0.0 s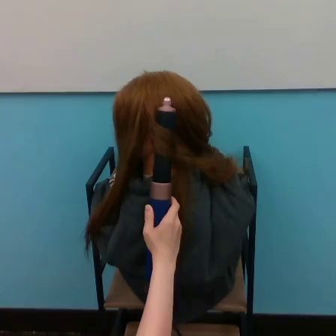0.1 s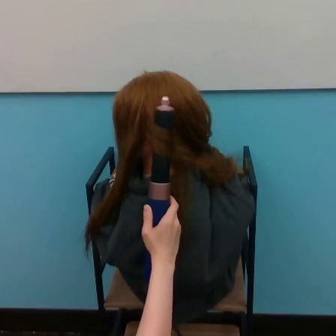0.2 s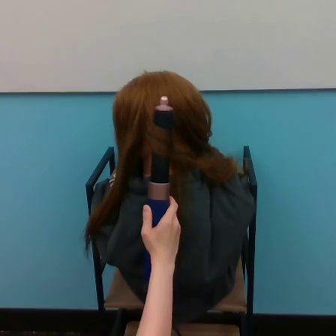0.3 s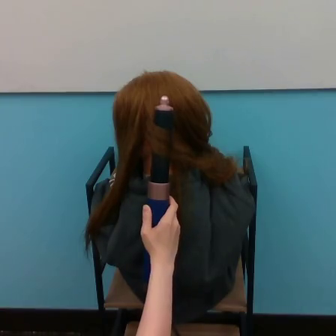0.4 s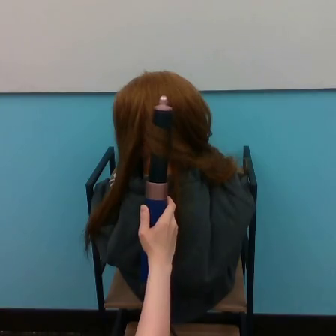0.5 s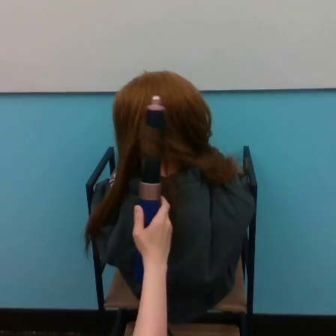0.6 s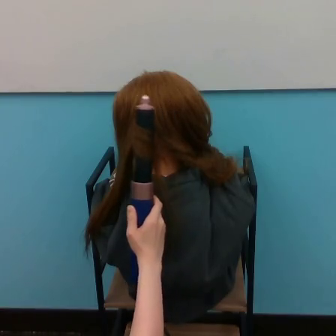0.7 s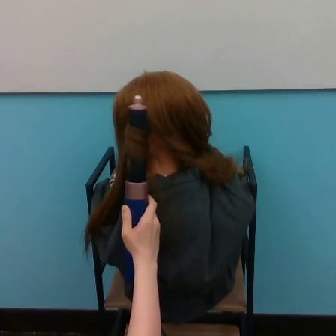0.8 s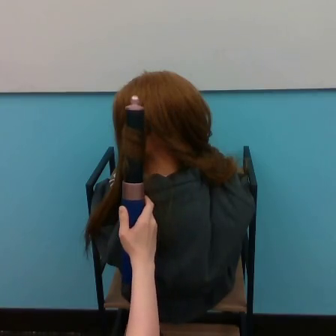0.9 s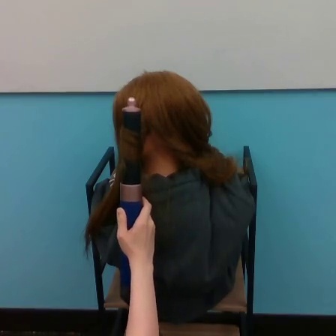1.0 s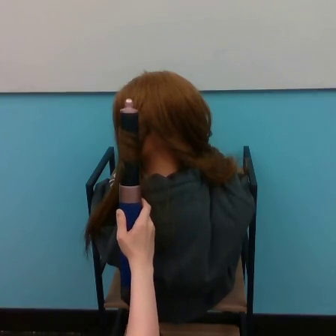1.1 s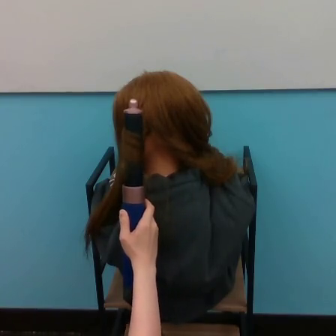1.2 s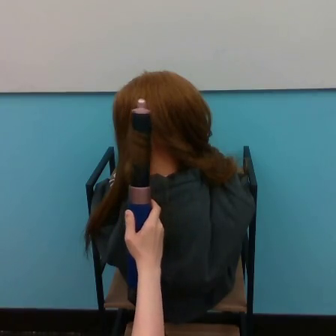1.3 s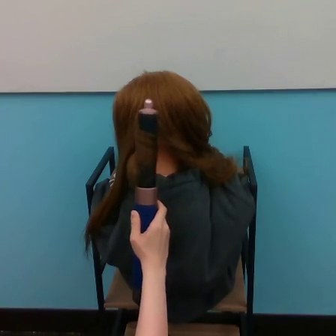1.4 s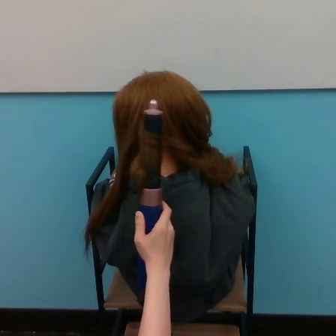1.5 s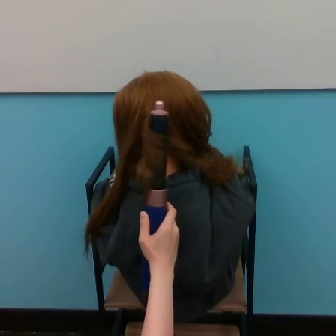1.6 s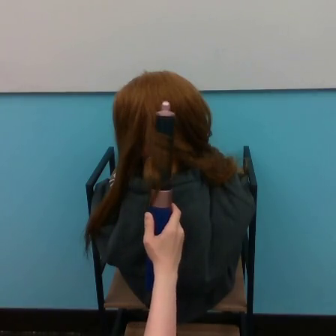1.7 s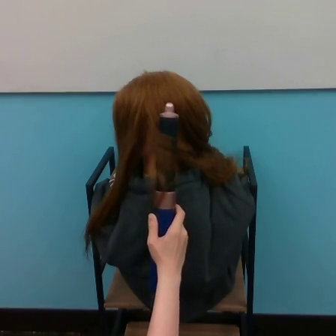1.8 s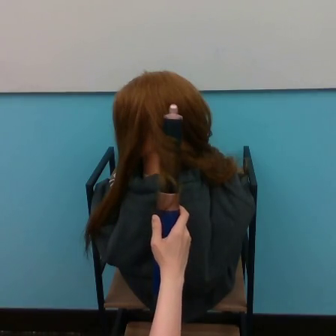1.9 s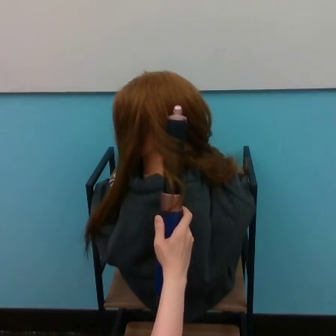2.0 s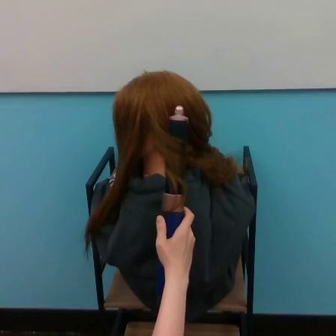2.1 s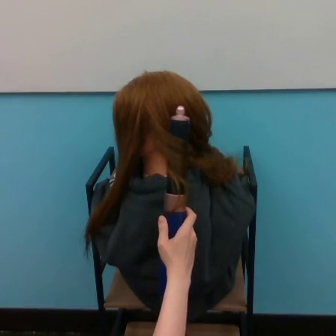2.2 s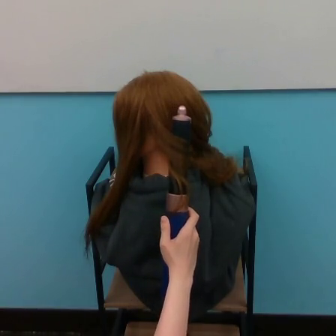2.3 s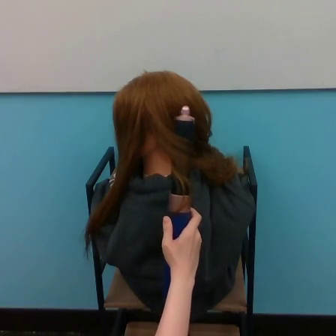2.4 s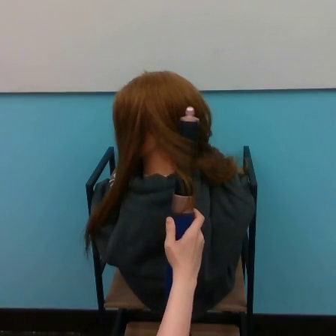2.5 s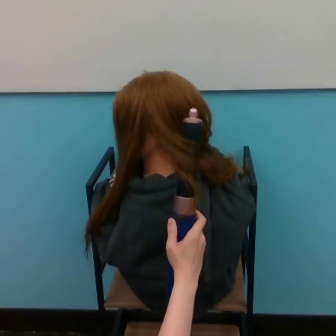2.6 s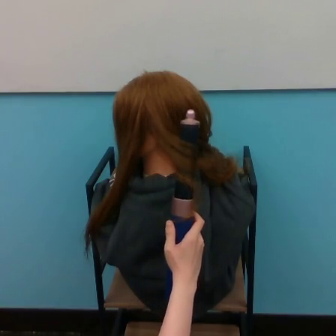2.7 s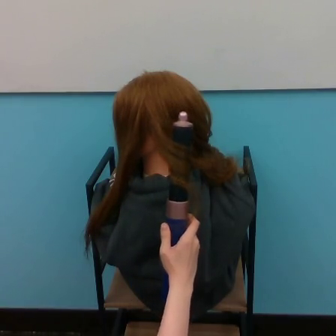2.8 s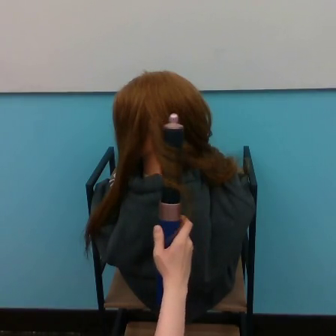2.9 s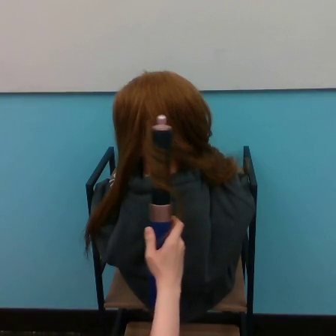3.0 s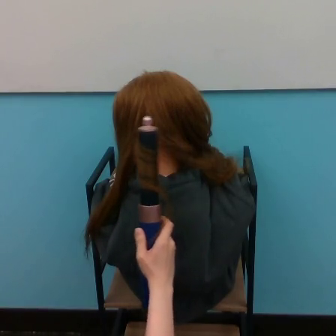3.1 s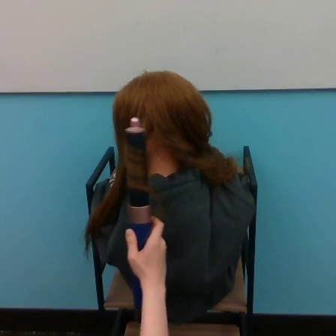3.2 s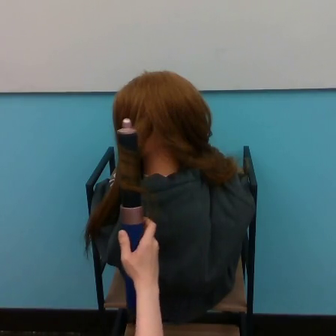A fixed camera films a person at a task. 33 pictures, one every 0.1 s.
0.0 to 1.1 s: The hand goes to the left.
1.1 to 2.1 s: The hand goes to the right.
2.1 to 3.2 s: The hand goes to the left.
Task: curl hair.
